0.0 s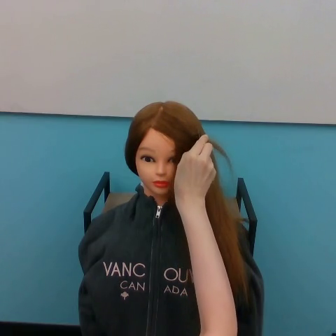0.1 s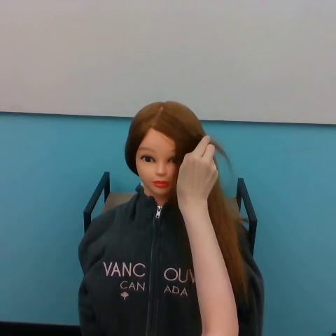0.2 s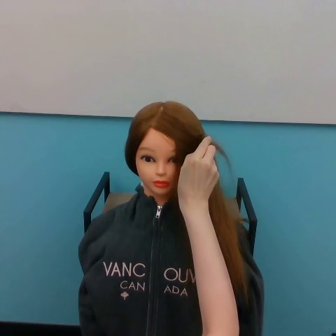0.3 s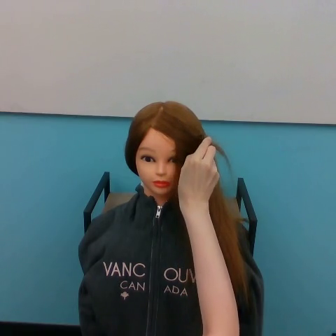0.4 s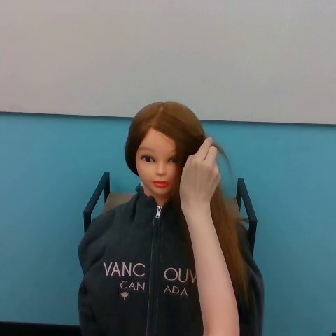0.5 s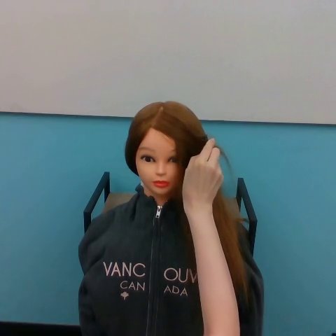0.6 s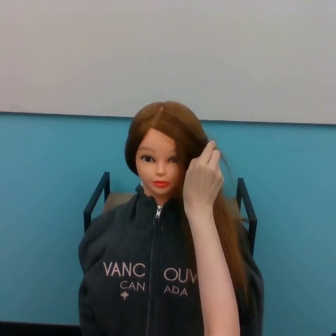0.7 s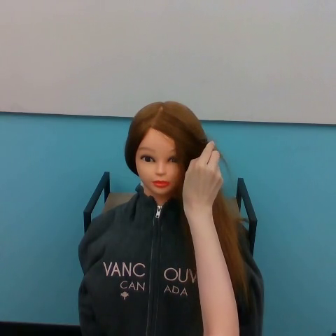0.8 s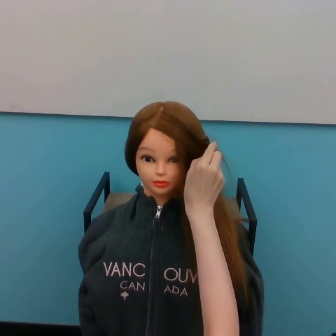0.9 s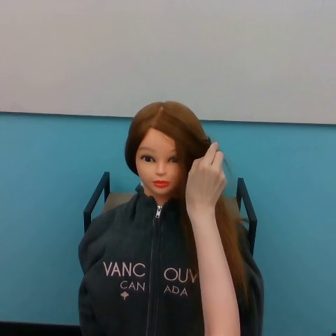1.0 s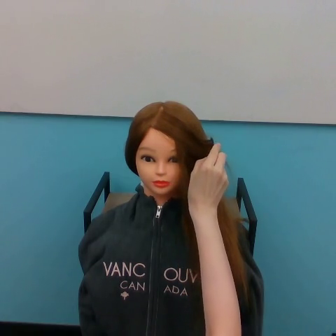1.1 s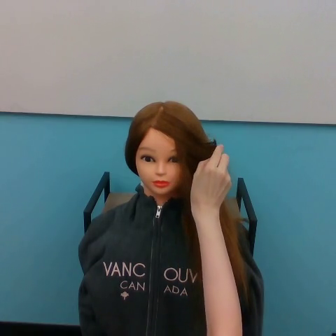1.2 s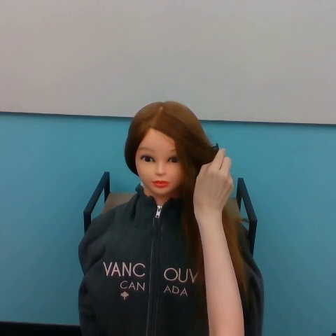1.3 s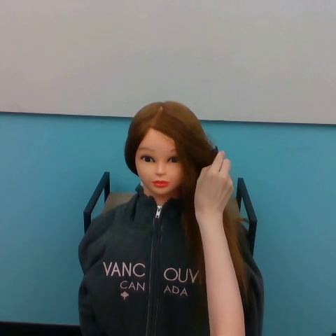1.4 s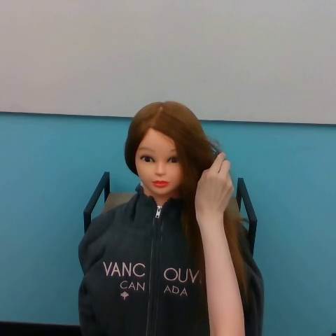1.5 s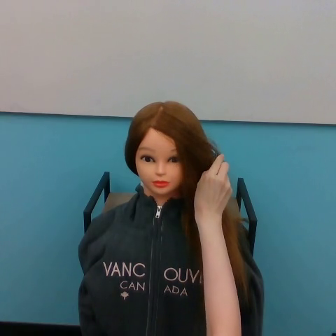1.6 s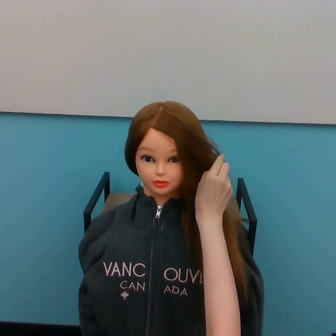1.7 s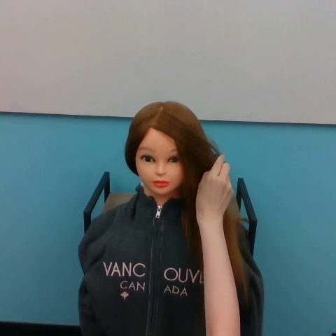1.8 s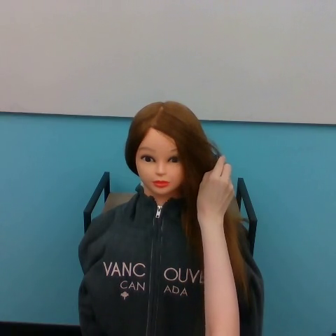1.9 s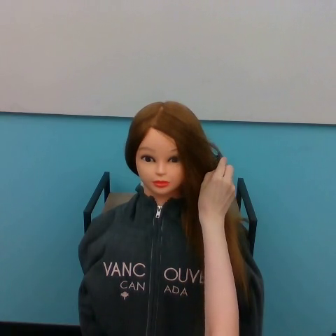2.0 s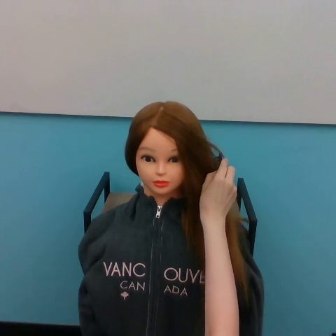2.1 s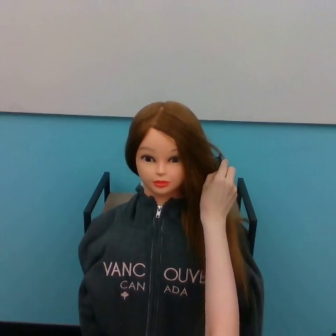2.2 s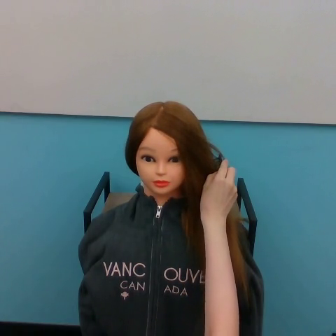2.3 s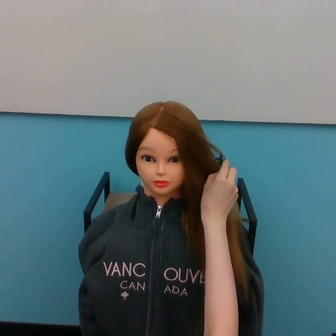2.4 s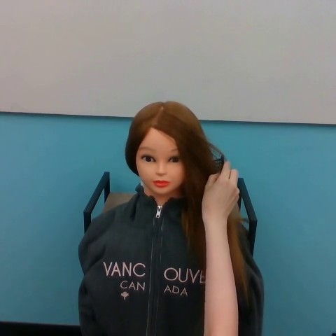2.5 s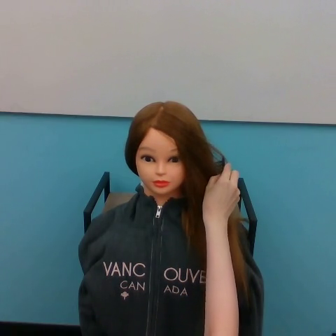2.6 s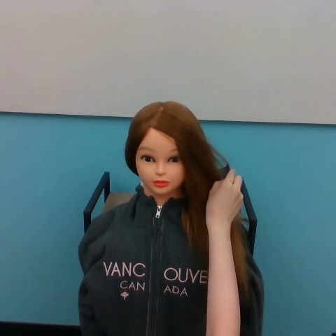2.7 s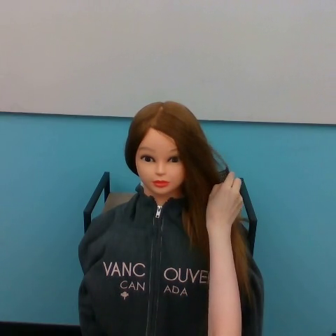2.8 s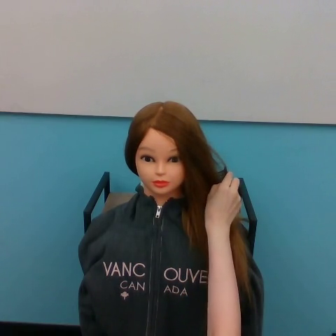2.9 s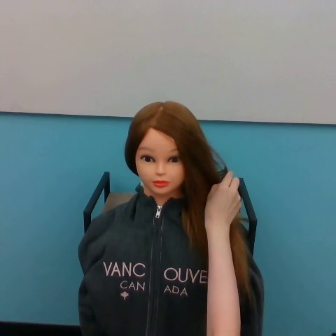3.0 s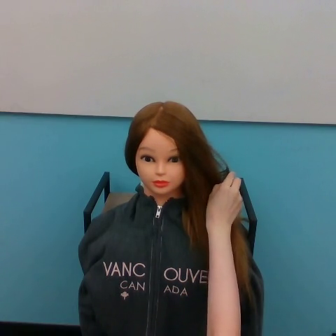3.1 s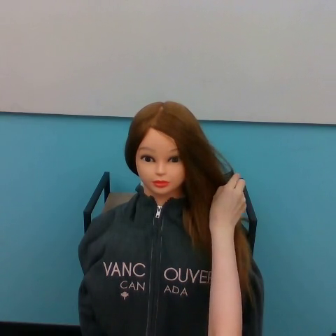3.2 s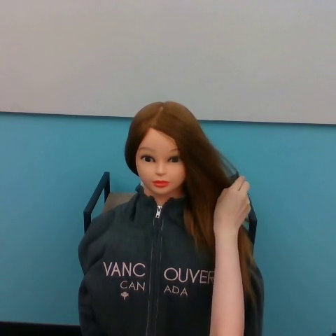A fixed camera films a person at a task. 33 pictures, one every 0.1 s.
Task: brush hair.
0.0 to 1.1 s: The hand goes to the right.
1.1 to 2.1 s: The hand moves only a little.
2.1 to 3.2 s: The hand goes to the right.
